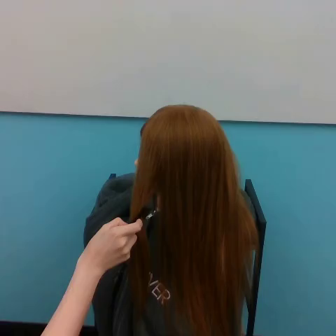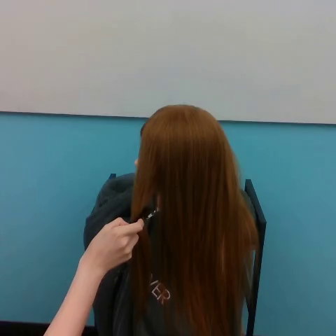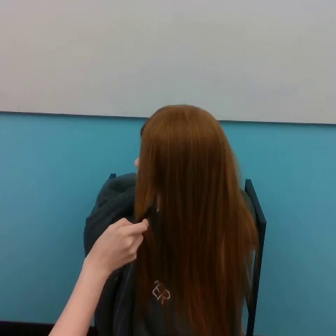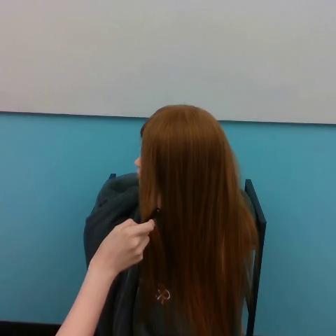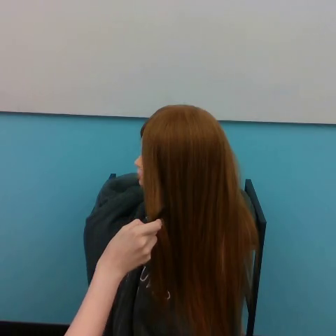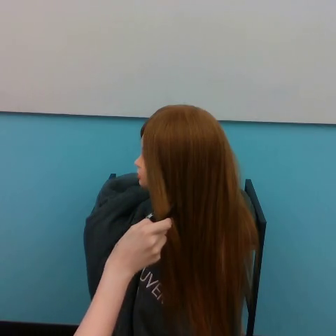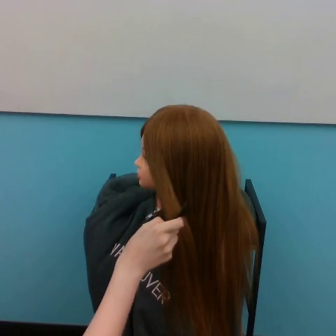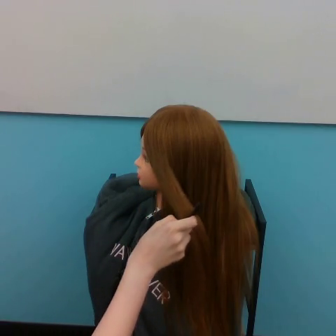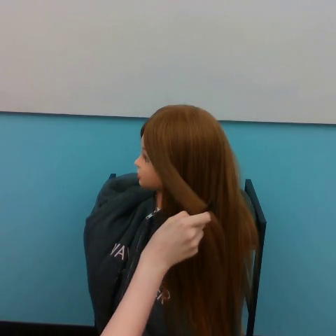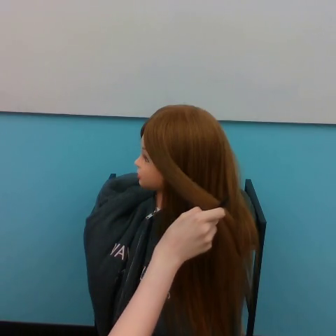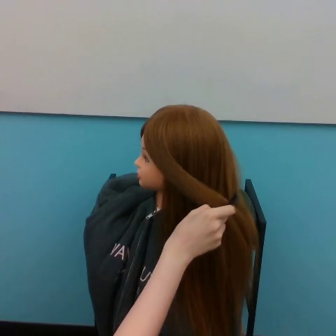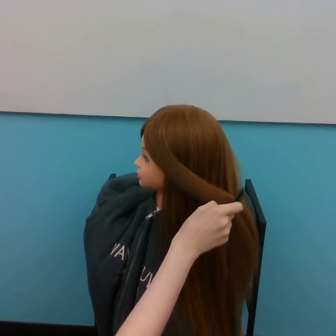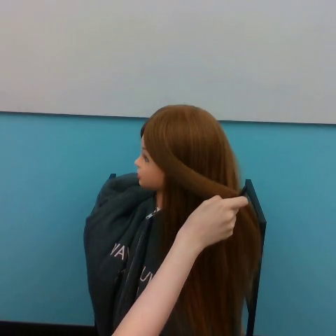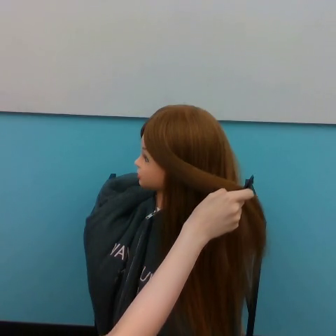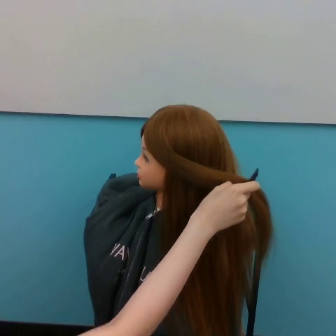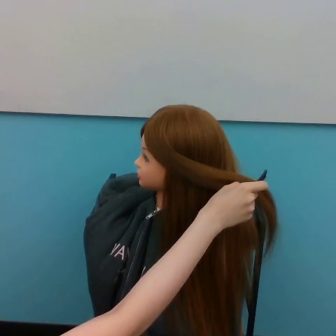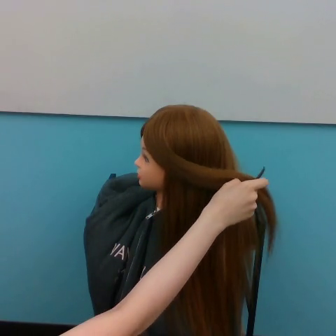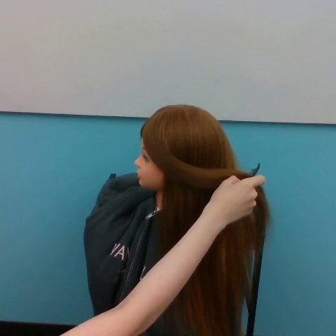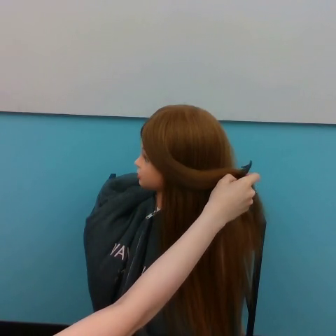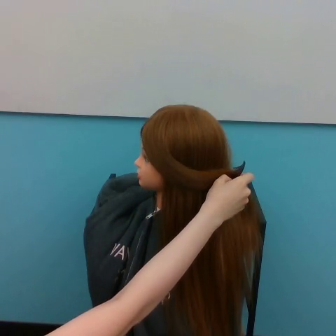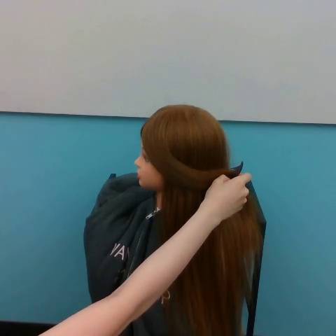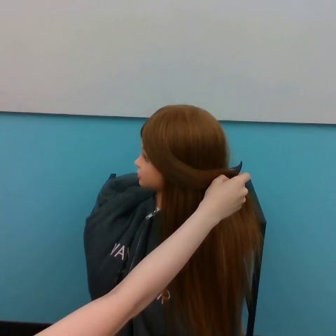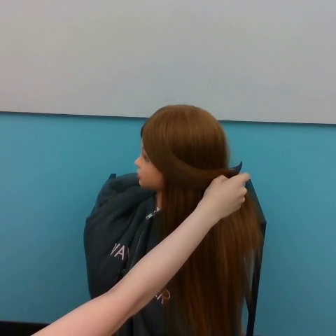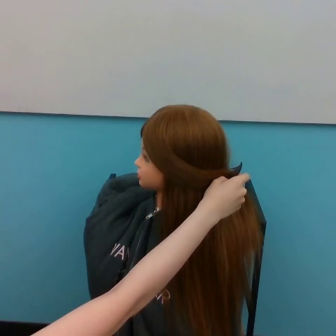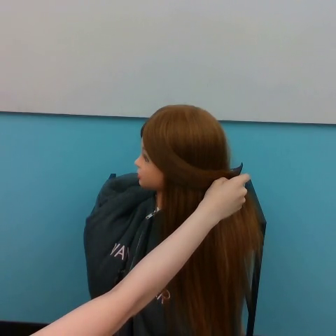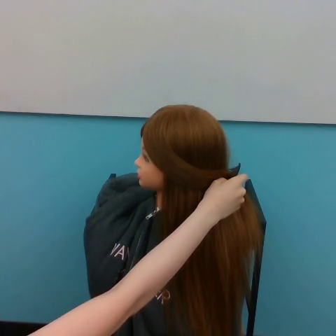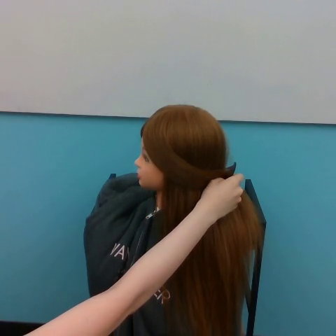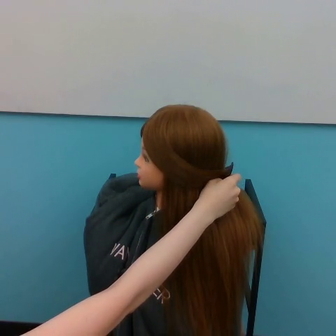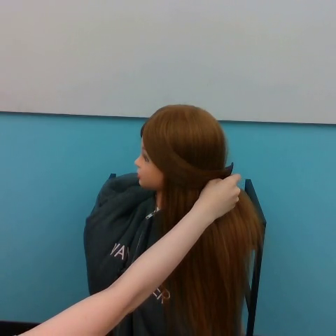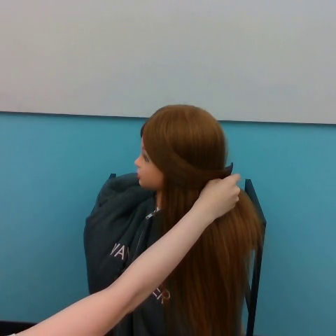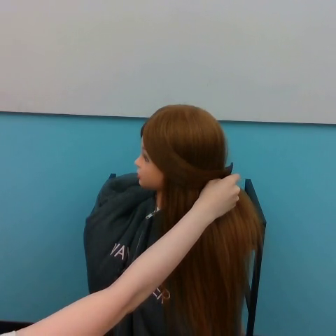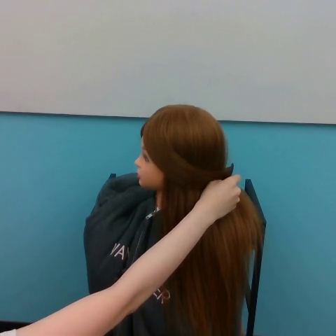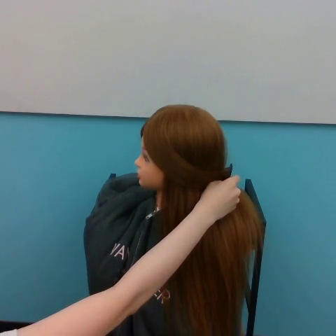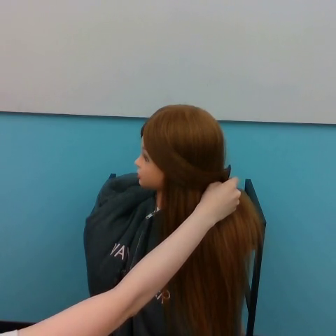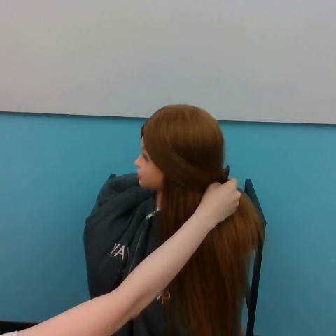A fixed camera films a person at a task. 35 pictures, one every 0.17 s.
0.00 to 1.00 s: The hand goes to the right.
1.00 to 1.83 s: The hand goes to the right.
1.83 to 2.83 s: The hand goes upward and to the right.
2.83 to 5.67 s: The hand goes to the left.
Task: tidy side hair.
Motion: move upward and to the right, then move to the left.
